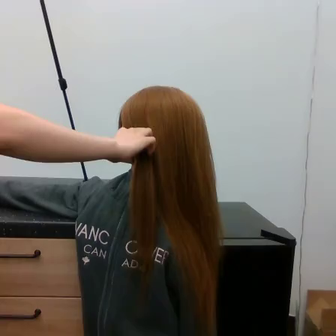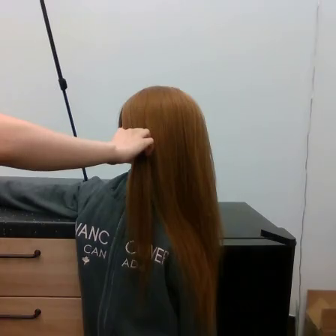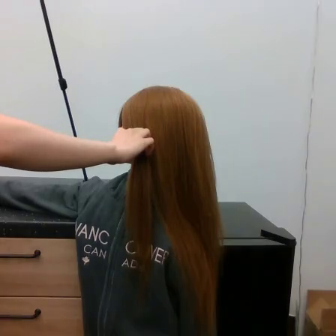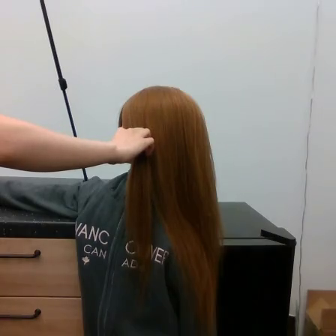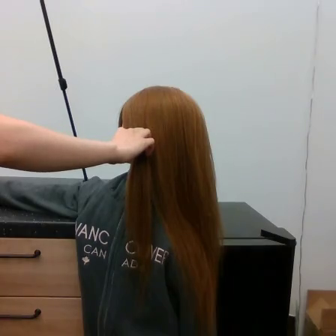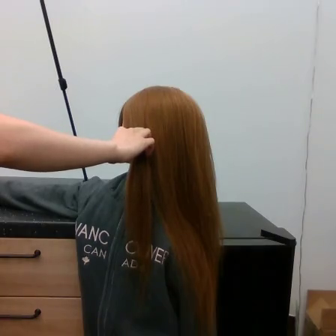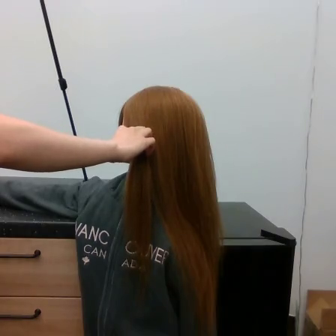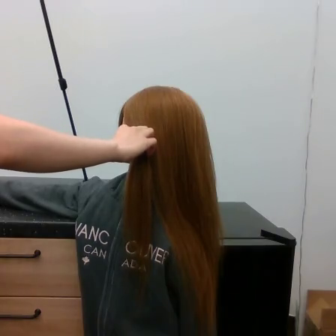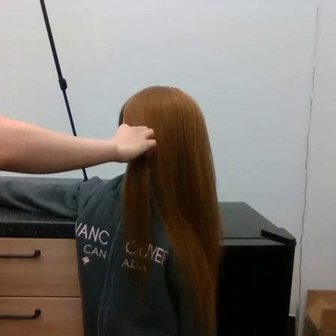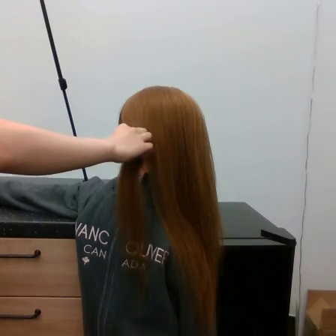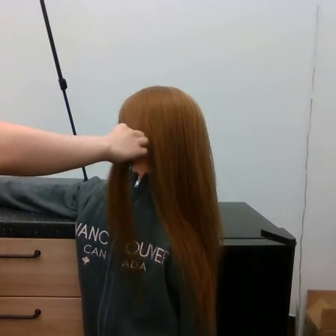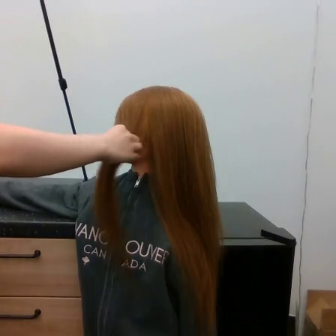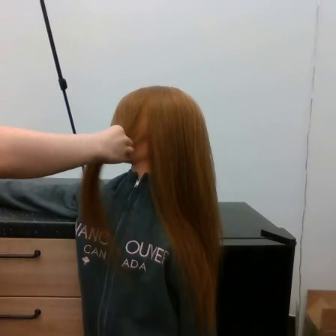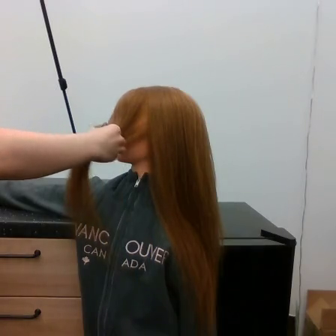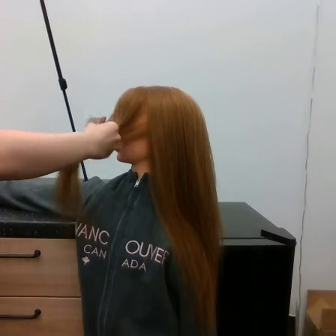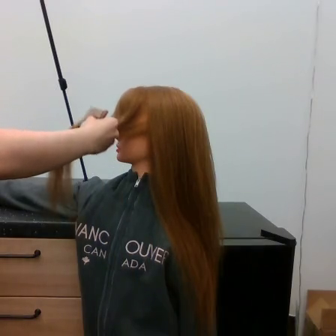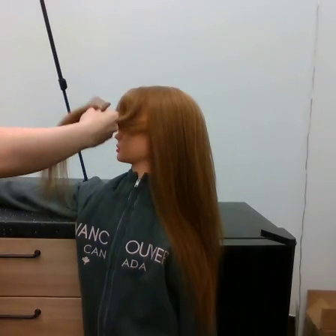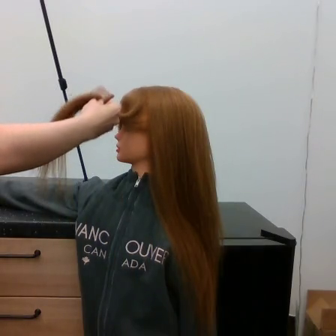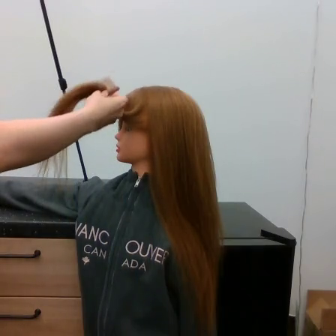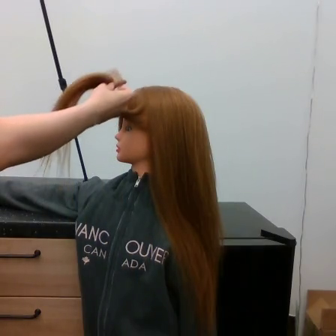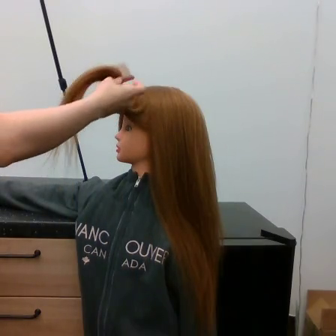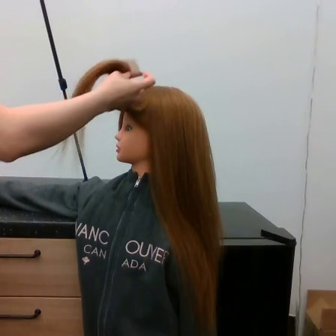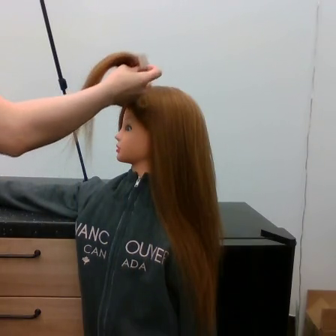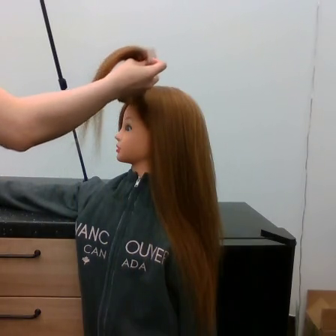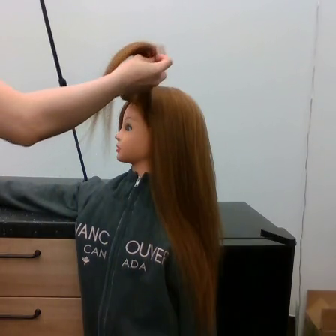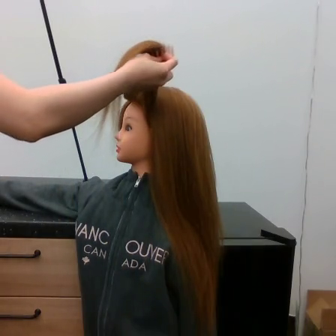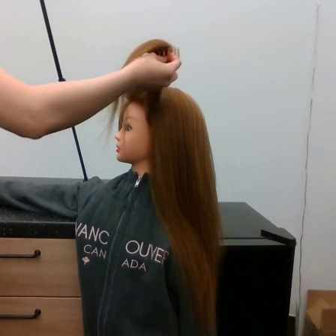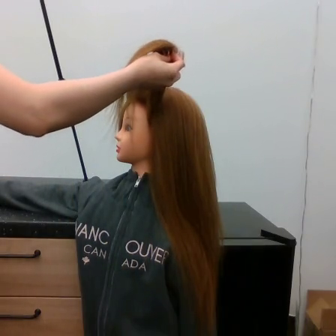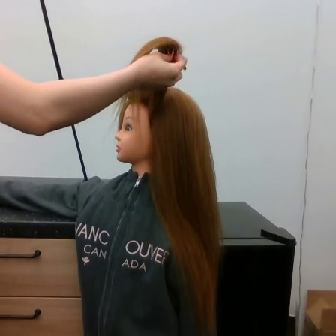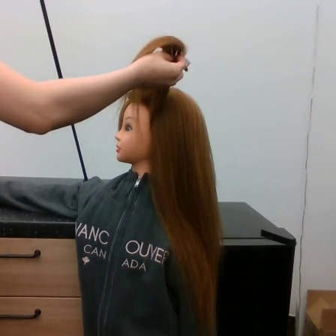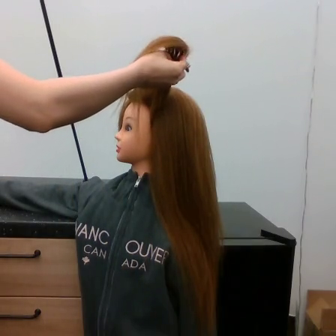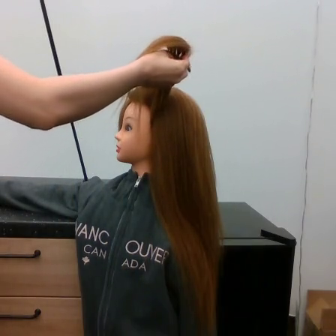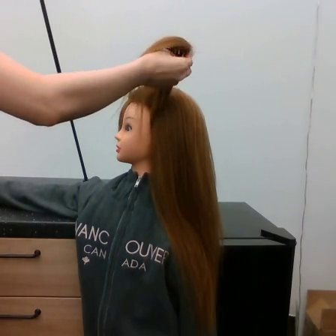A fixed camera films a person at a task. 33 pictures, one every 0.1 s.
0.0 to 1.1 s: The hand moves only a little.
1.1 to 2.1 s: The hand goes upward.
2.1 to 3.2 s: The hand goes to the right and upward.
Task: tidy side hair.
